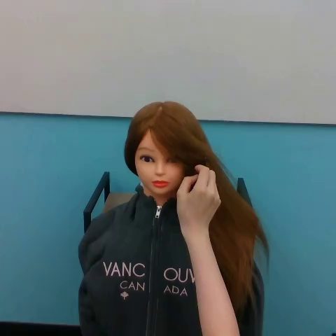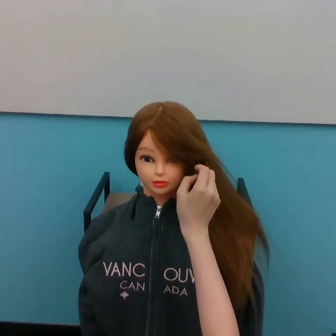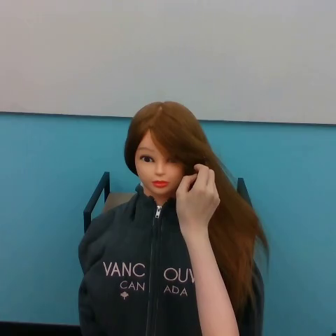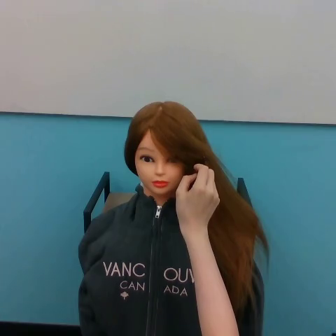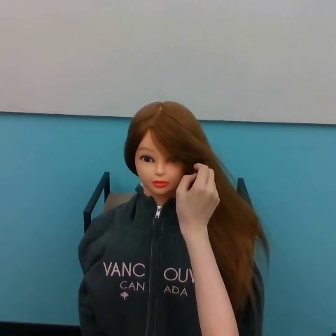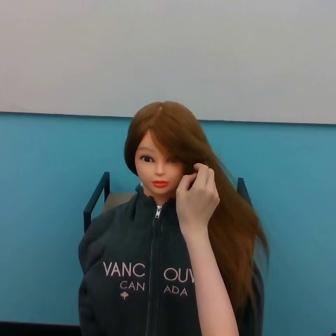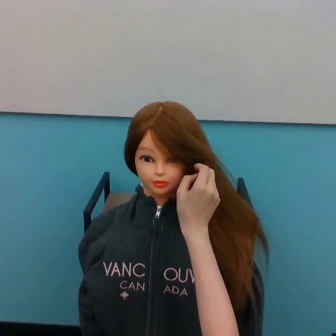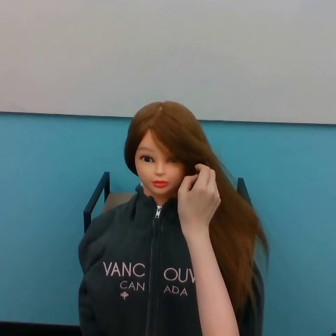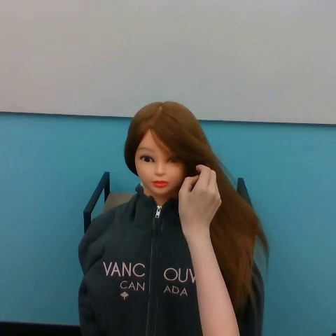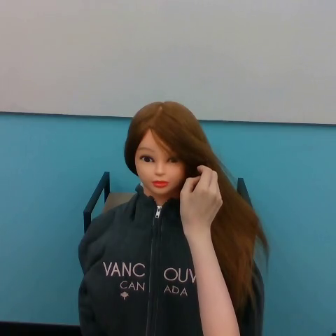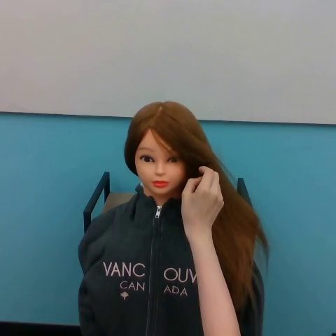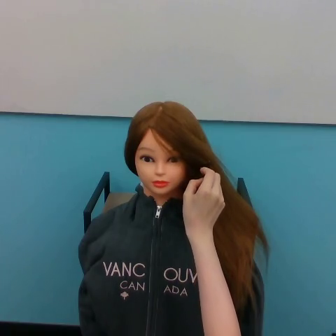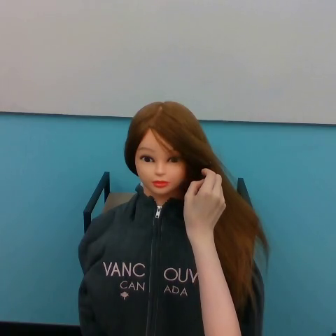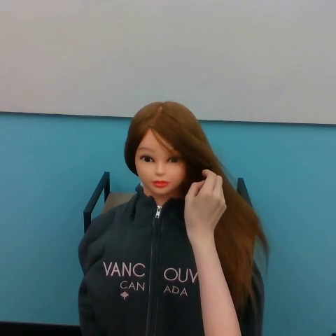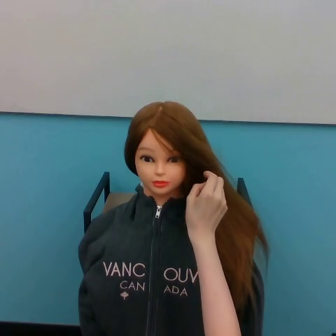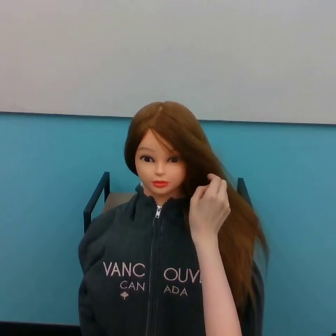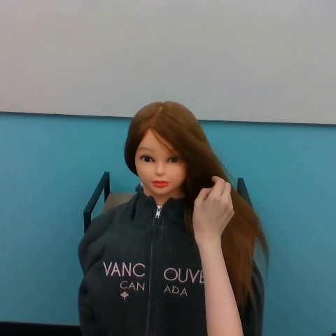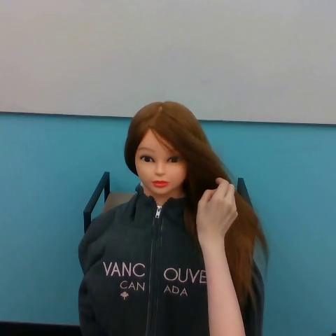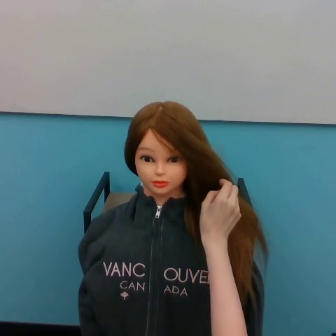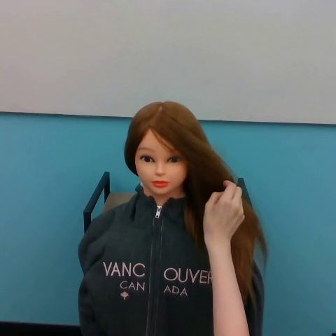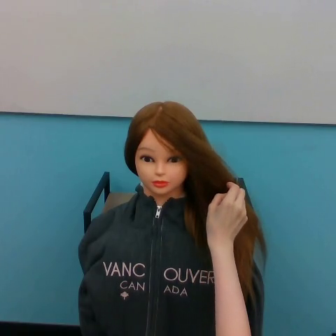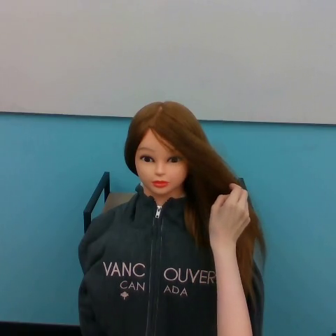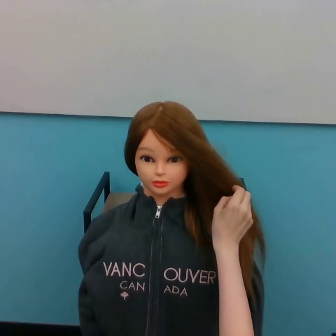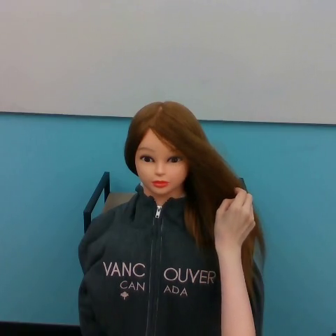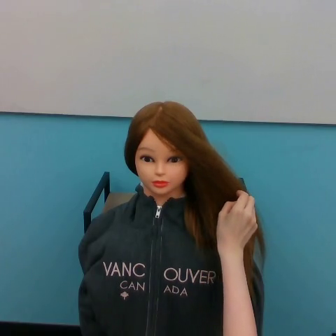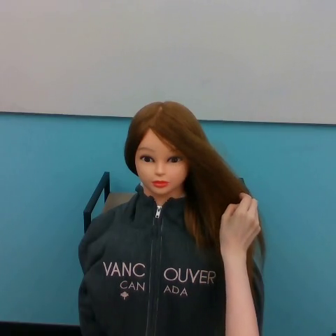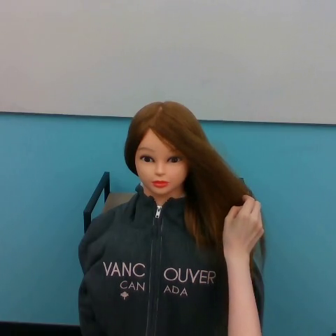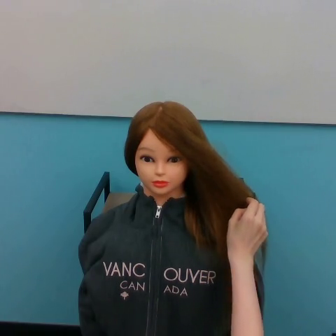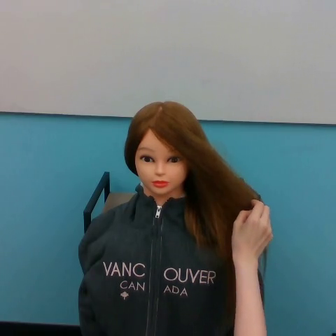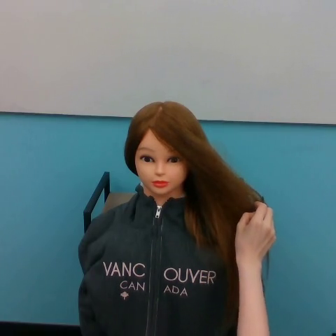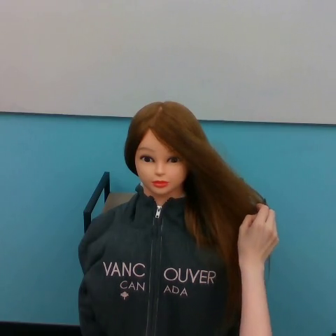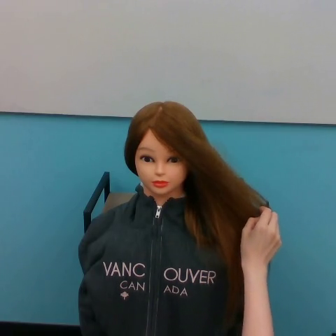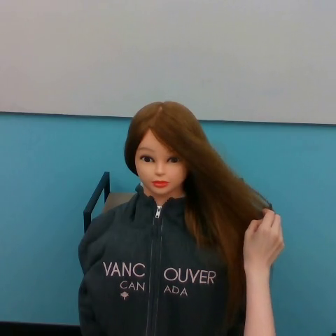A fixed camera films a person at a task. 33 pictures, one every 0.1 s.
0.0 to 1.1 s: The hand moves only a little.
1.1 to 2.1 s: The hand goes to the right and downward.
2.1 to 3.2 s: The hand goes to the right and downward.
Task: brush hair.
